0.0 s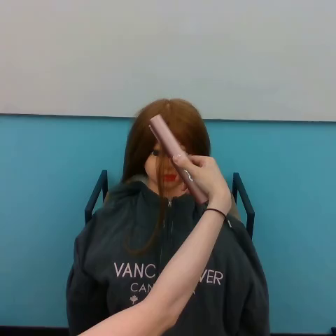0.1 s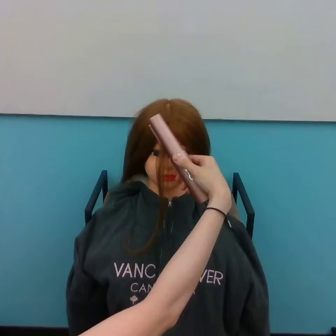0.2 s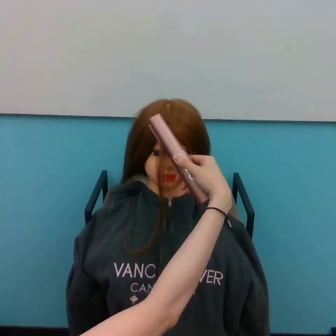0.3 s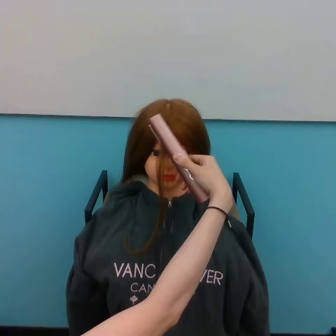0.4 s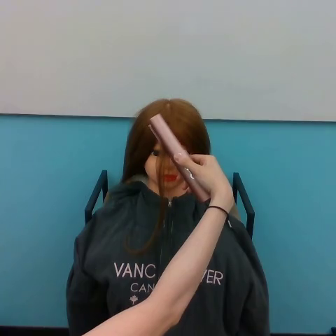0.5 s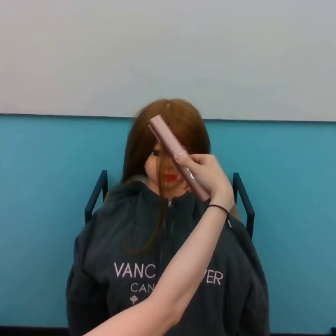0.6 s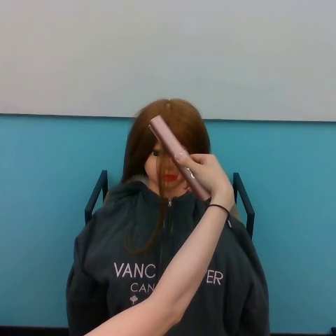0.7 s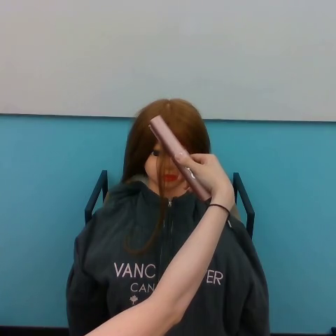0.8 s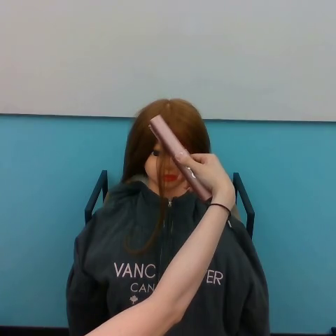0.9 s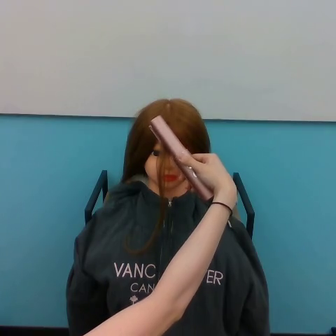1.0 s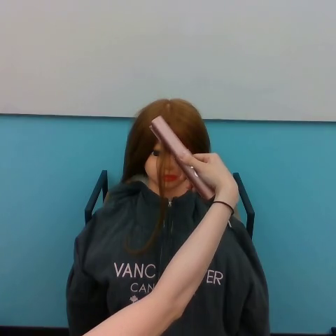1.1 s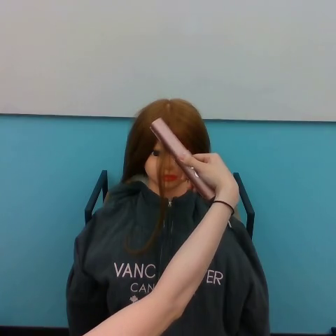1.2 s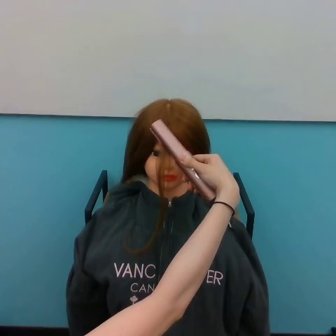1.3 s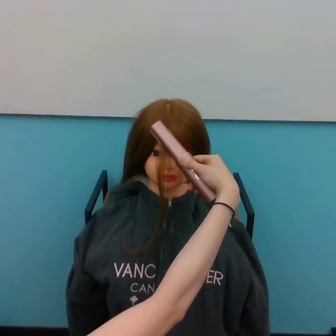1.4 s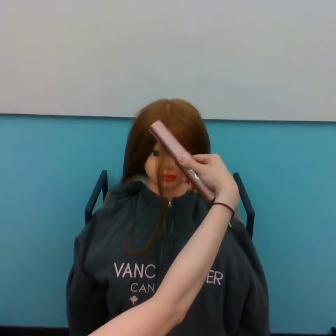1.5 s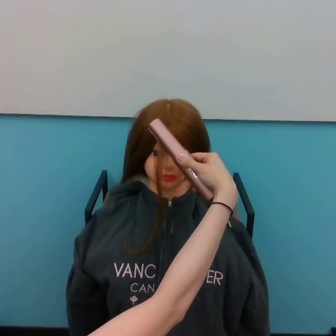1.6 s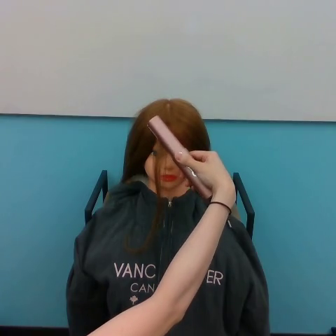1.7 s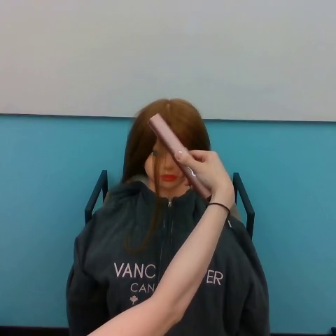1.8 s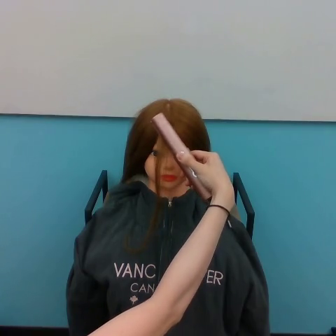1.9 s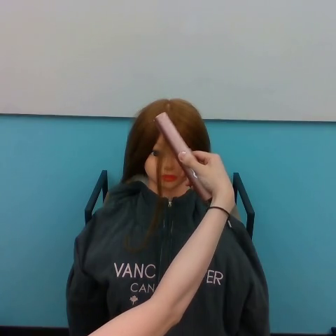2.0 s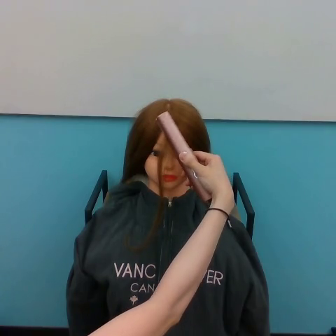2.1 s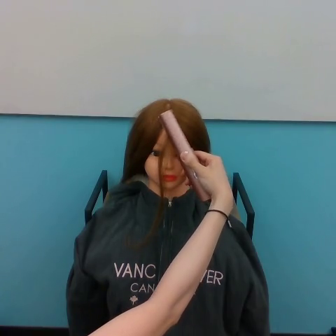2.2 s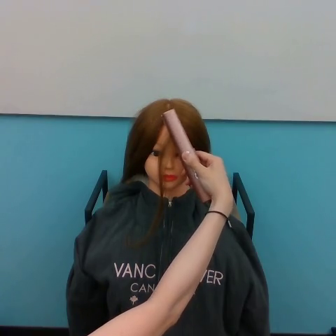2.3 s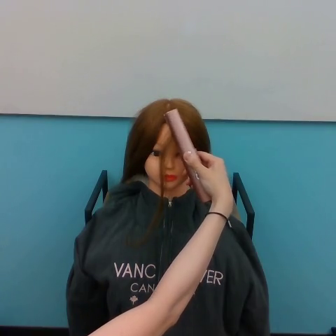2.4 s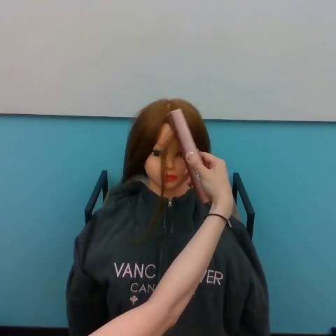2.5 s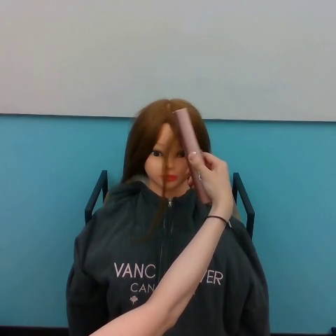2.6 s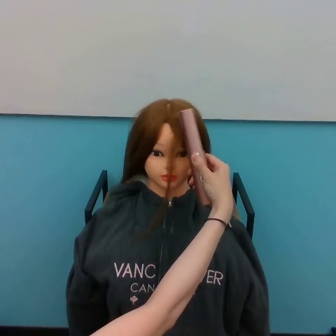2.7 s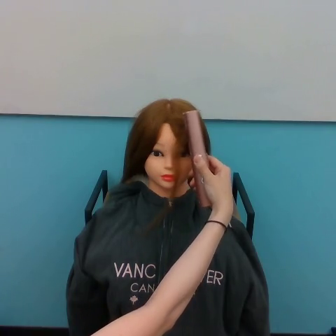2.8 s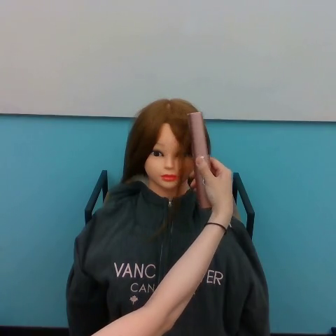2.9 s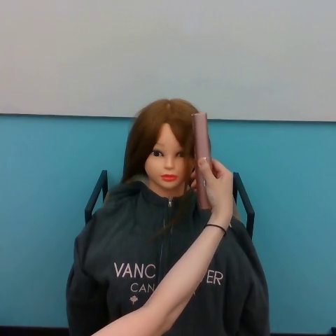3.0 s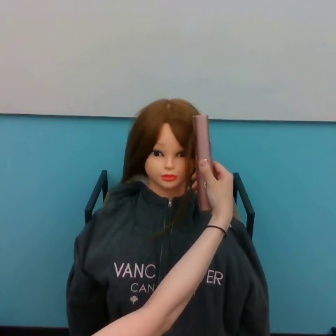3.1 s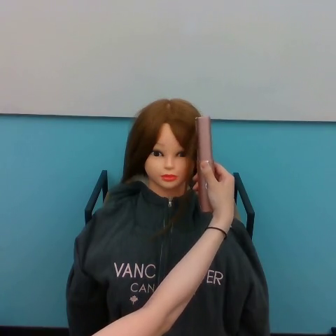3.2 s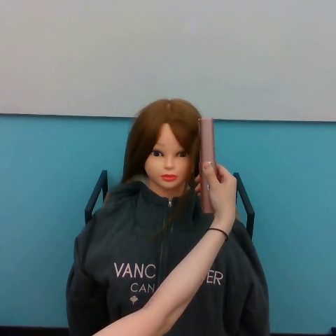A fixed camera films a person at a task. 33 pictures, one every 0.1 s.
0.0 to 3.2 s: The hand goes to the right.
Task: straighten hair.
